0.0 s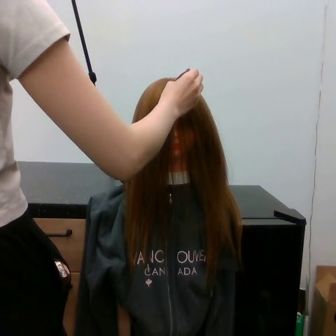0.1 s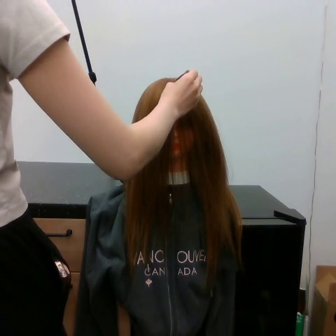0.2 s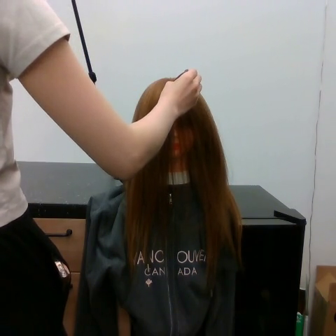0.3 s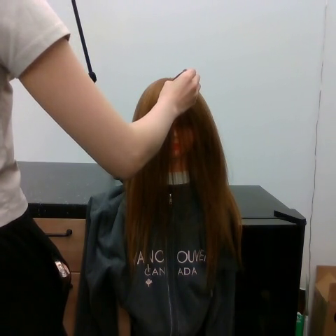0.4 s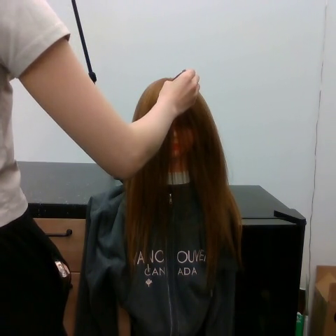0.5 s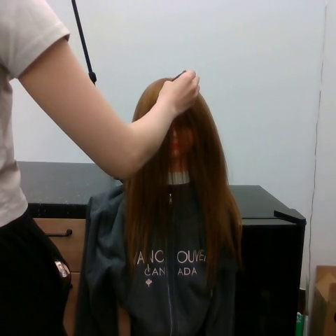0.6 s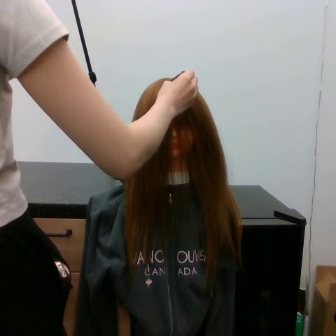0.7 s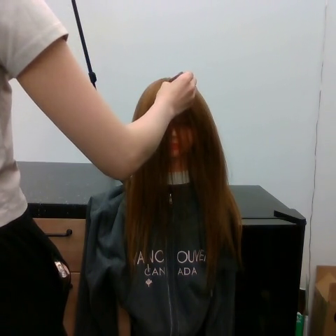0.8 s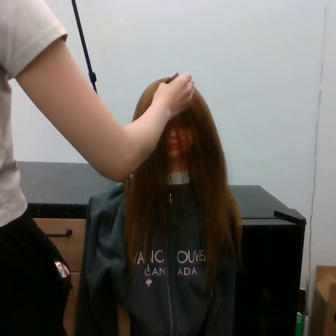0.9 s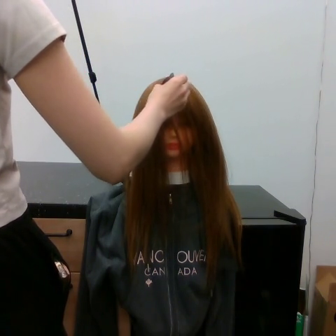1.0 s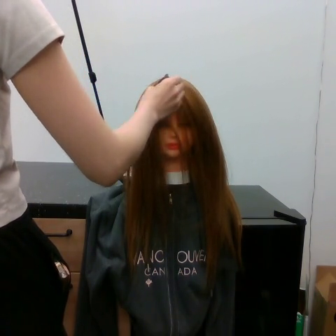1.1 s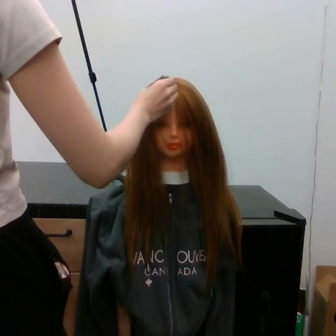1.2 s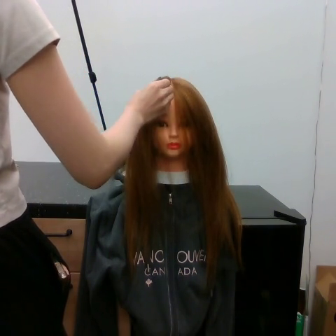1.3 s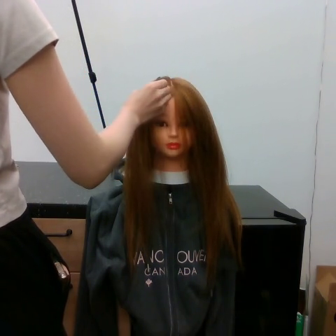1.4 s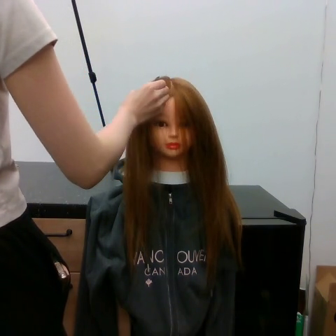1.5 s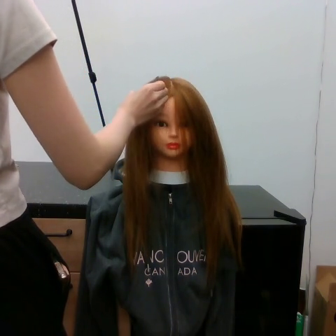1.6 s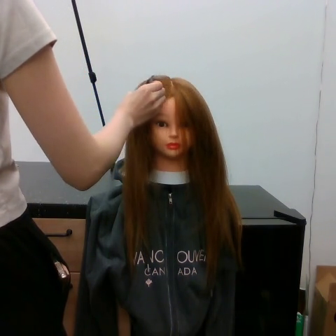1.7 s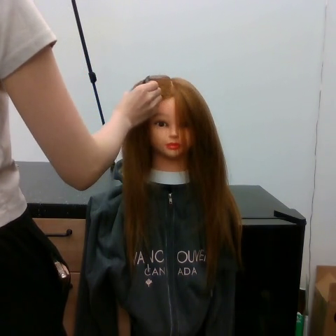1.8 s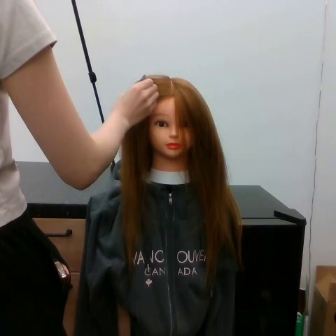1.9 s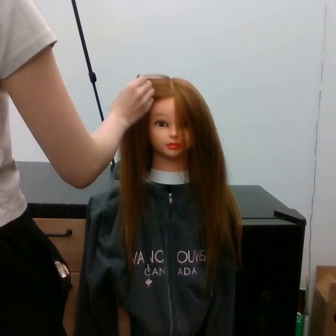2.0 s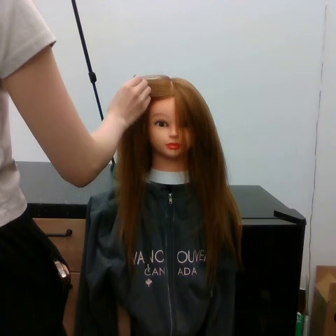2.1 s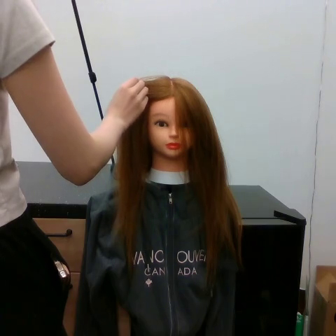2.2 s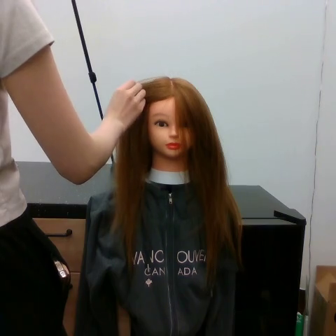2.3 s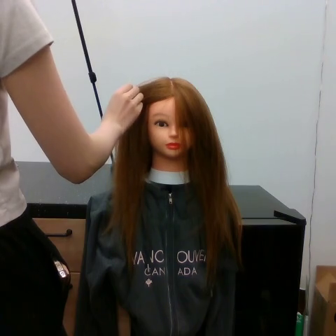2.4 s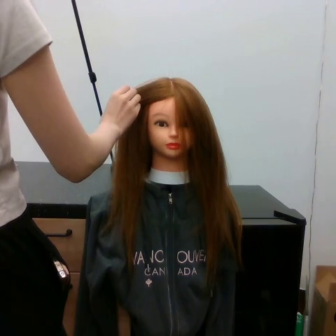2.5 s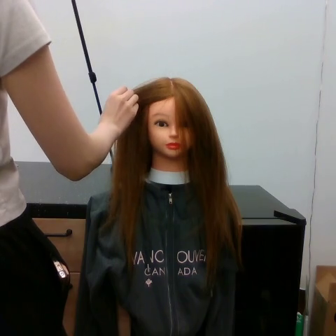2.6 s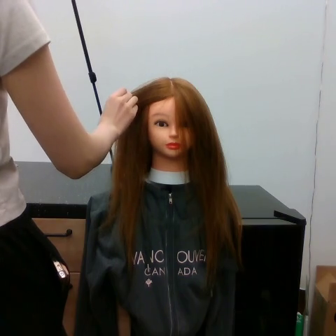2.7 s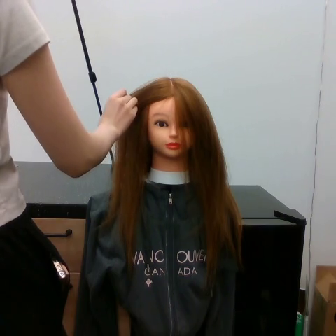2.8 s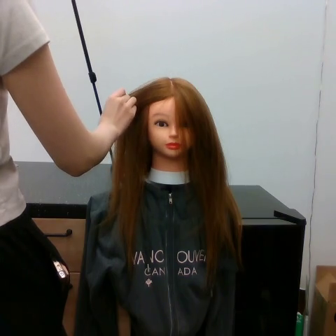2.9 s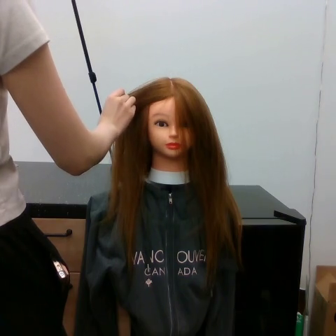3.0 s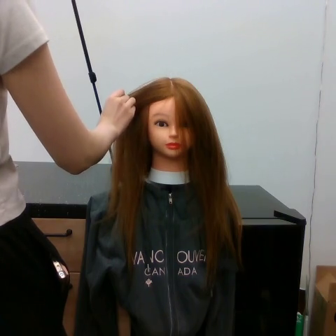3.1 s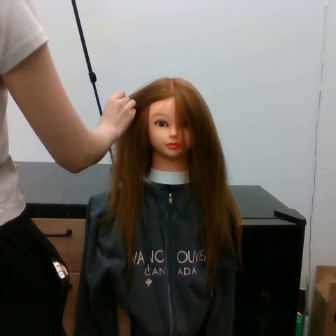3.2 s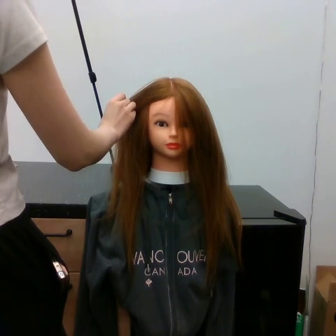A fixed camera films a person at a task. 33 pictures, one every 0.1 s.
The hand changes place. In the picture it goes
to the left.
0.0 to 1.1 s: The hand goes to the left.
1.1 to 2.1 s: The hand goes to the left.
2.1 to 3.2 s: The hand goes downward.
Task: part hair.
